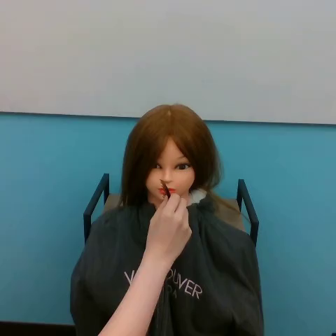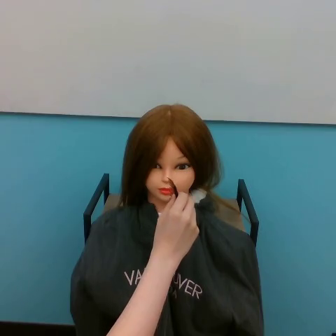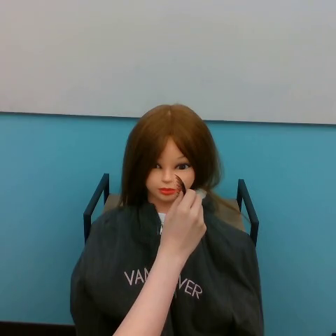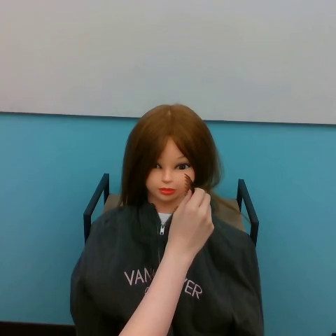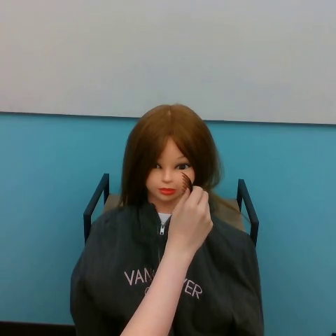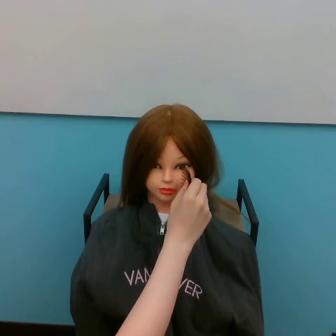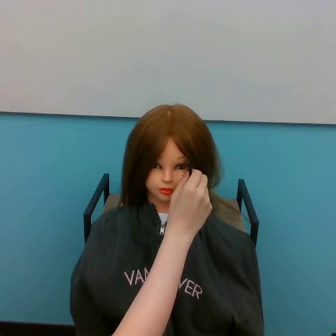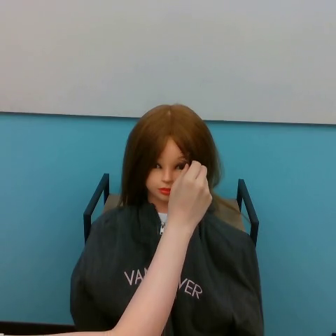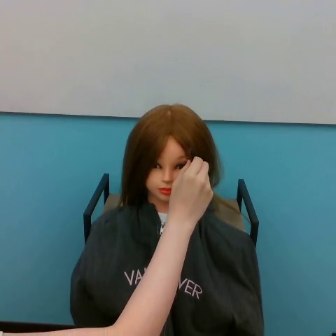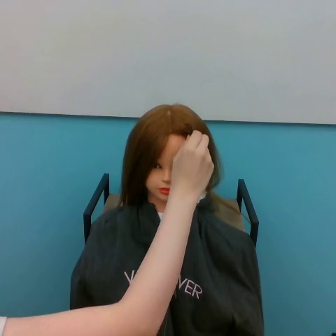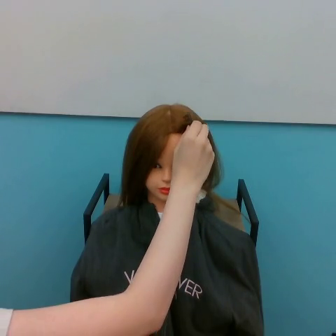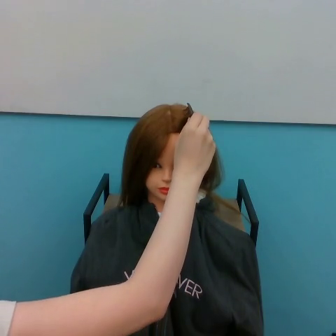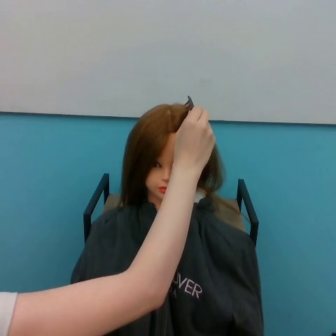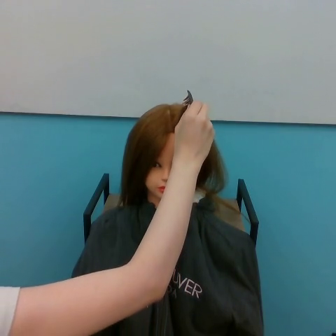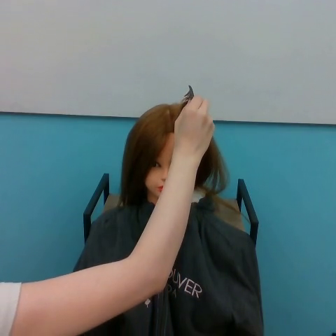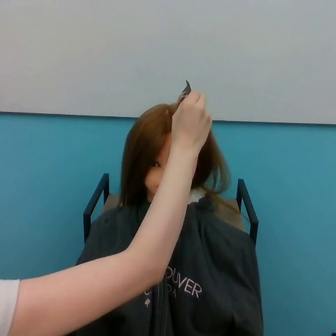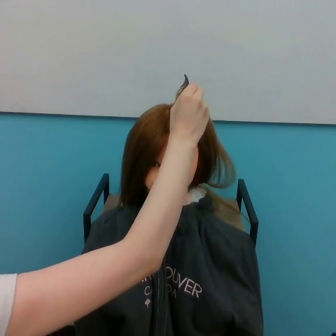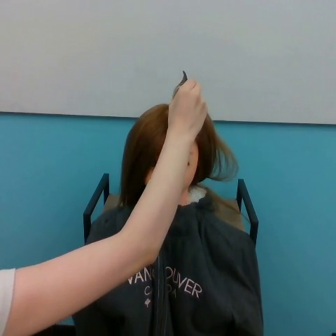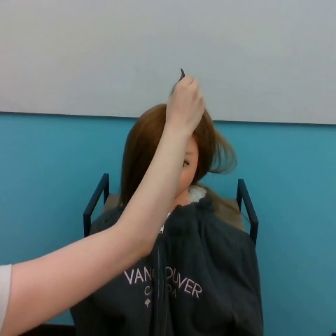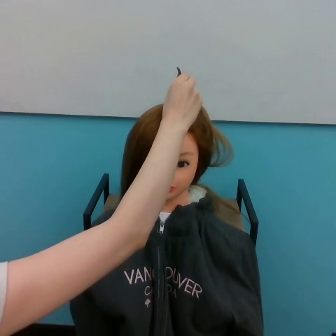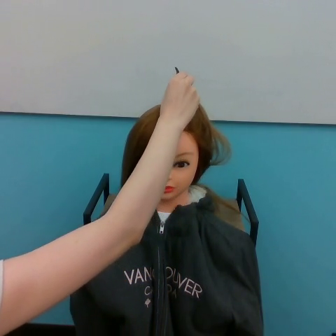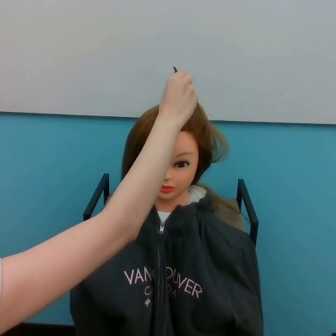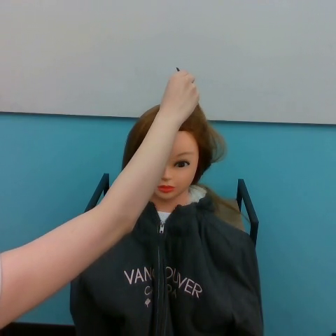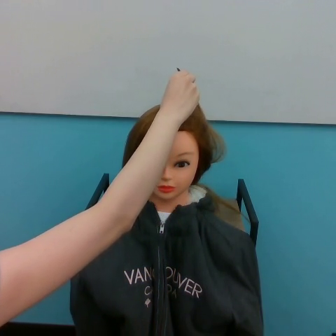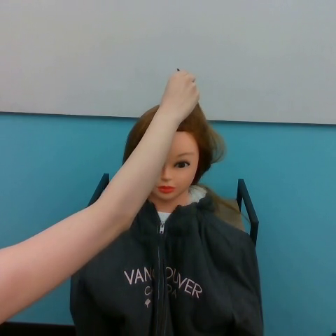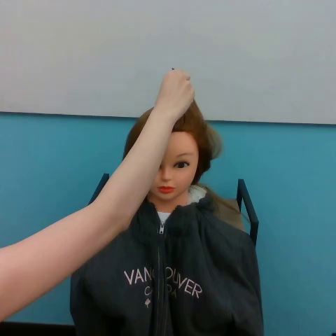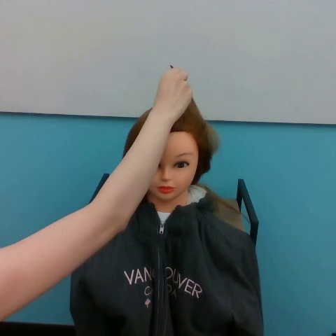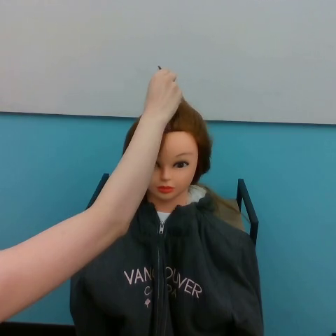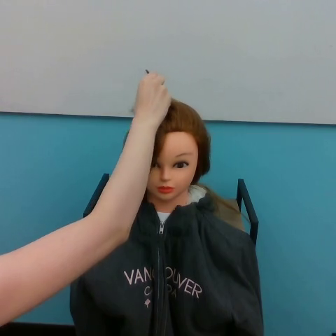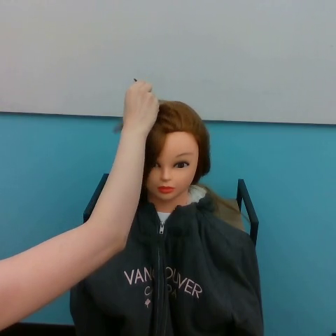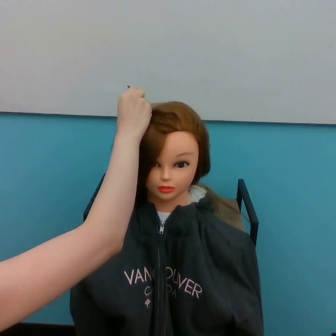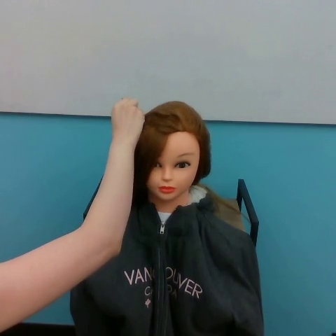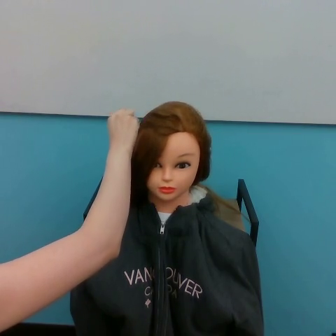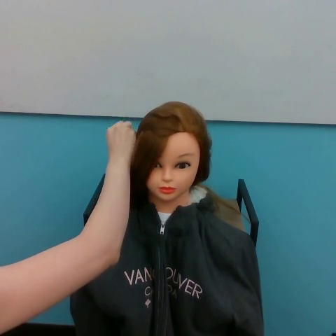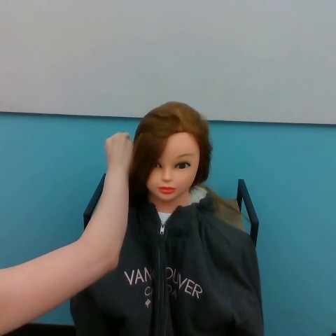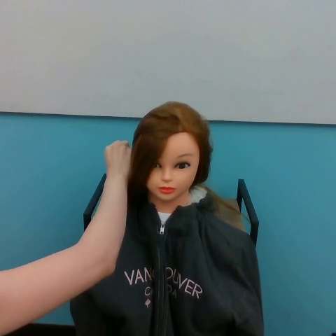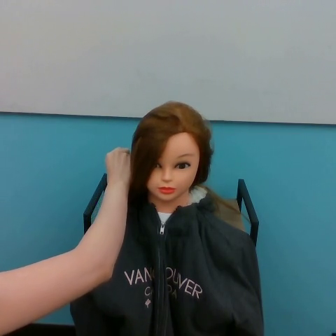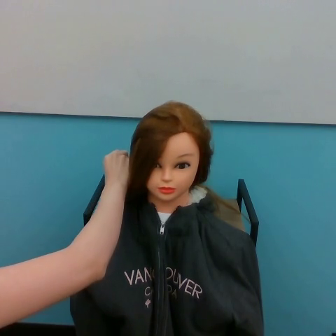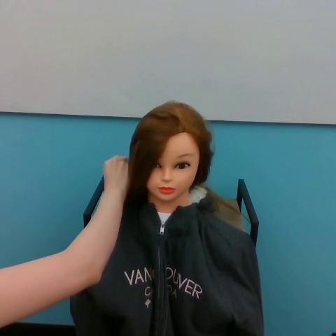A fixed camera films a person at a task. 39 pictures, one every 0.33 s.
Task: part hair.
Motion: move to the right shortly, move upward, then move downward and to the left following a concave curve.
0.00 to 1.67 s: The hand goes to the right and upward.
1.67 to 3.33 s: The hand goes upward.
3.33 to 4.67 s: The hand goes upward.
4.67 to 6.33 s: The hand goes upward.
6.33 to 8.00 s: The hand moves only a little.
8.00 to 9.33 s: The hand goes to the left.
9.33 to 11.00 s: The hand goes downward and to the left.
11.00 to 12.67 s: The hand goes downward.
In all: It circles counterclockwise, turning through about 270 degrees.
